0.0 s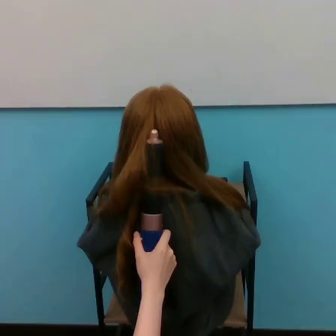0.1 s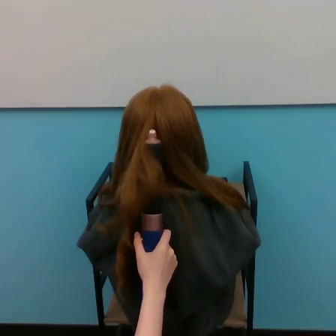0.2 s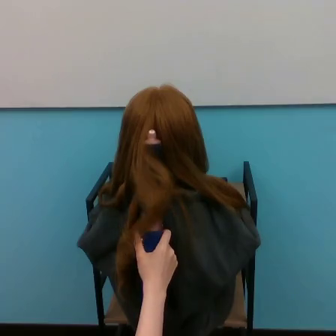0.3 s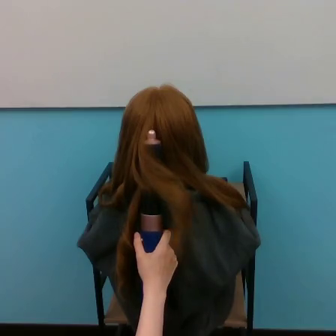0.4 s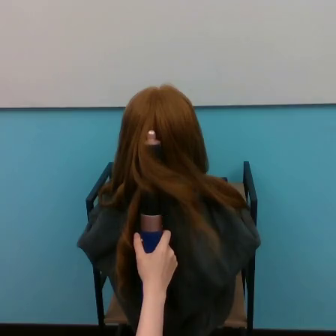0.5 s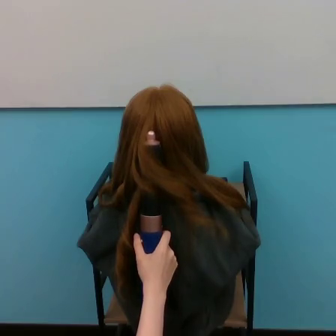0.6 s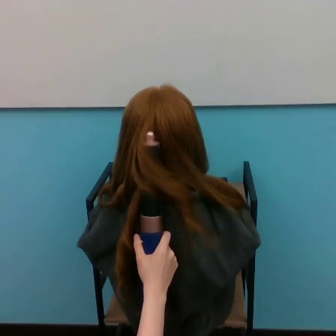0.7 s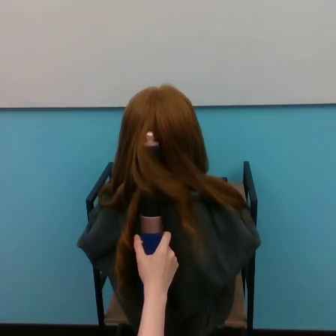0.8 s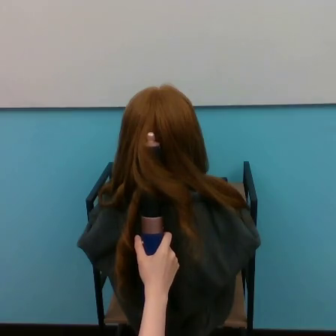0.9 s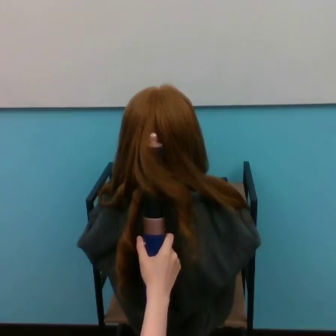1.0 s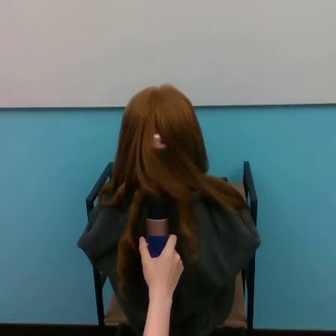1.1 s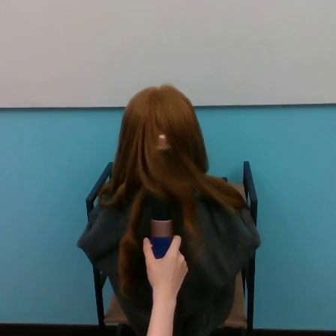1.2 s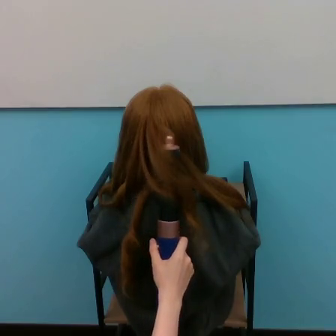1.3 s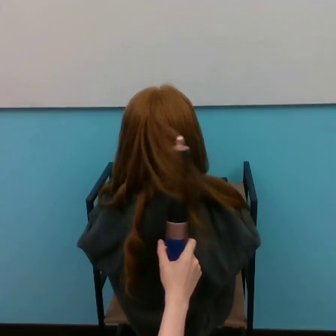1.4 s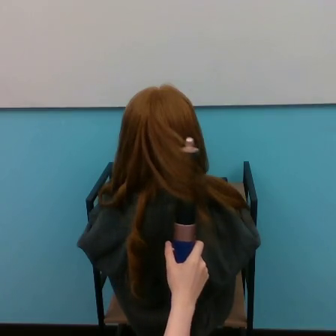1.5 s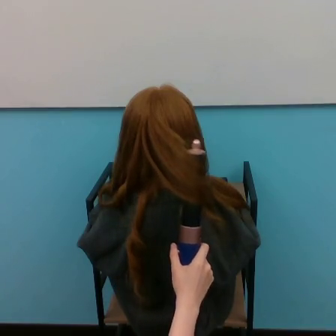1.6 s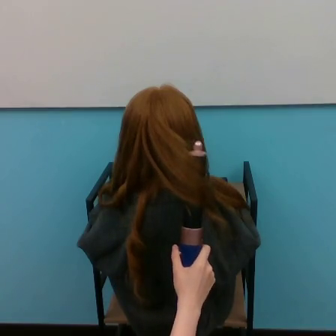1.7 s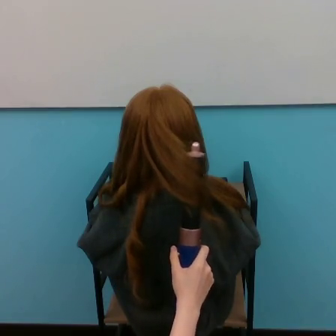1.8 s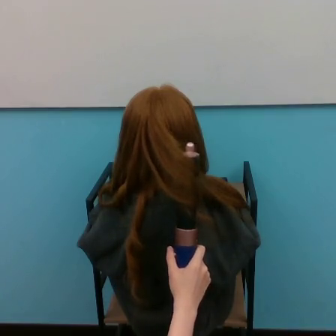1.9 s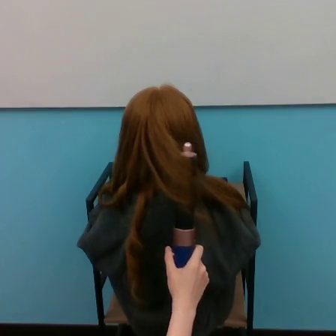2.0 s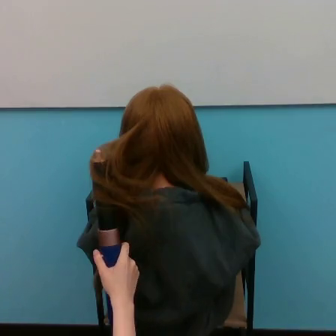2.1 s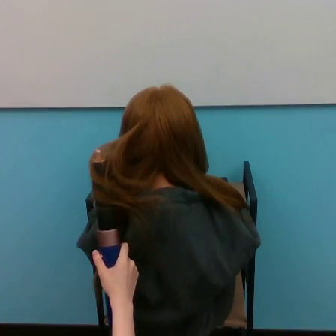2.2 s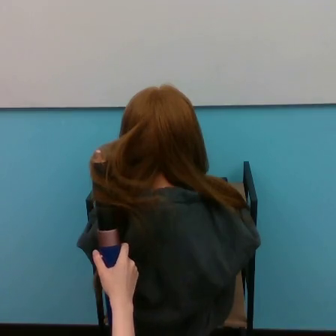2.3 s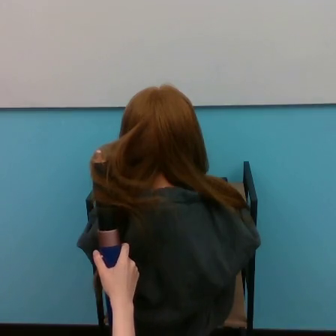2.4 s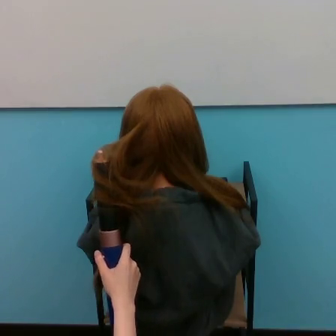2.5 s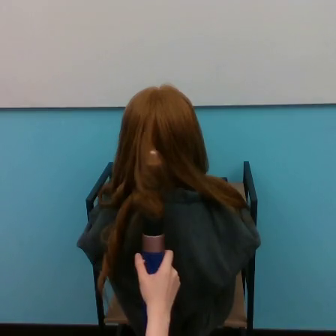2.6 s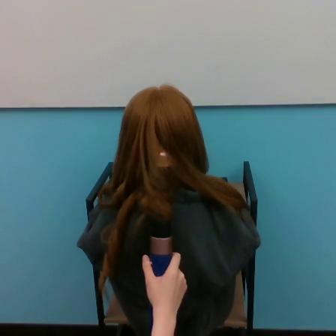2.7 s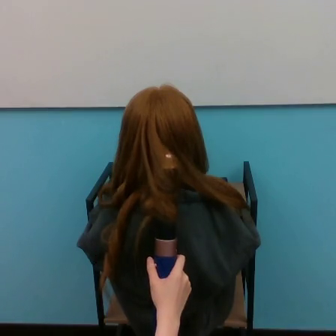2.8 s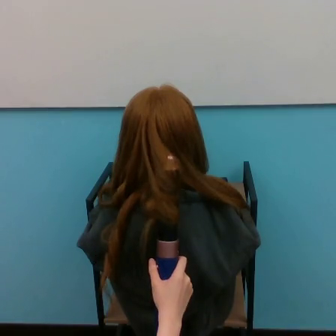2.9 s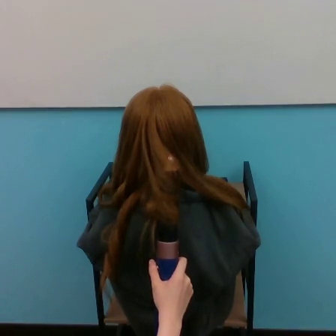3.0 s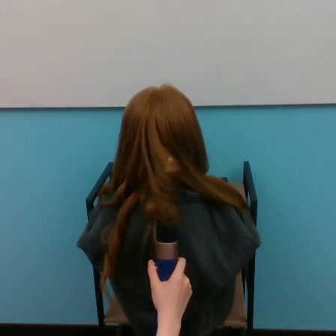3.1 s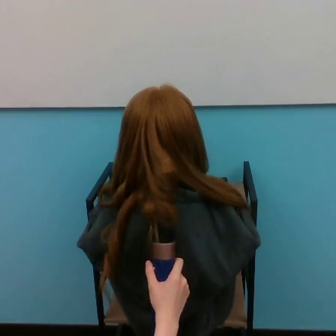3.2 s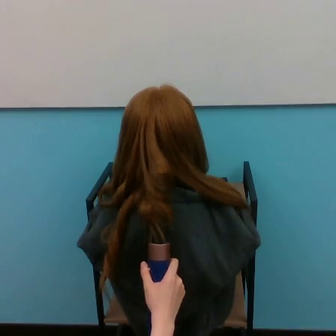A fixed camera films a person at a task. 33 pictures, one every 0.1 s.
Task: curl hair.
0.0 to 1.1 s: The hand moves only a little.
1.1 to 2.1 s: The hand goes to the left.
2.1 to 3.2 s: The hand goes to the right.
